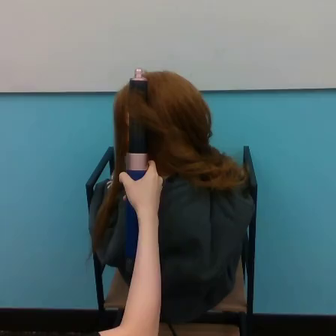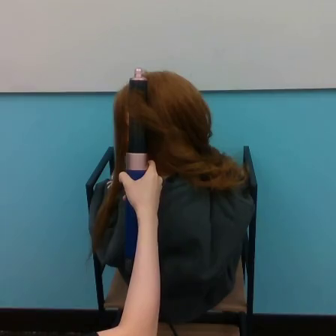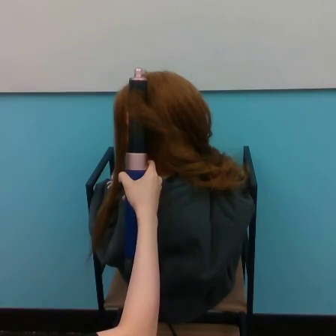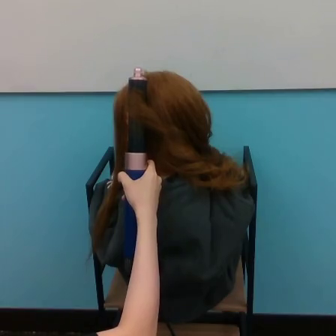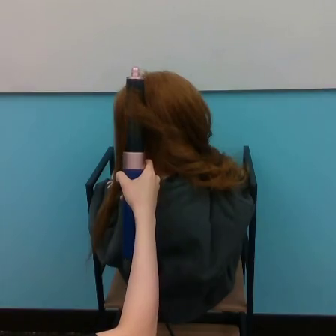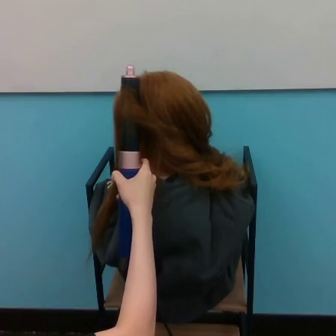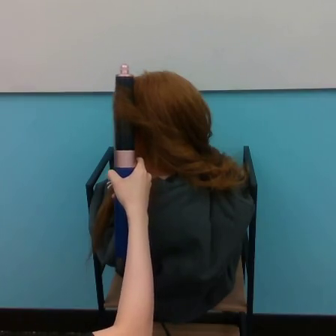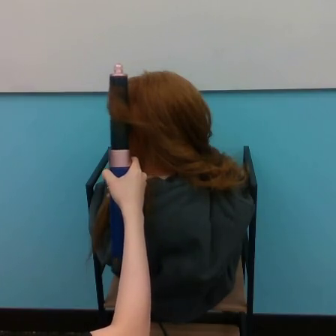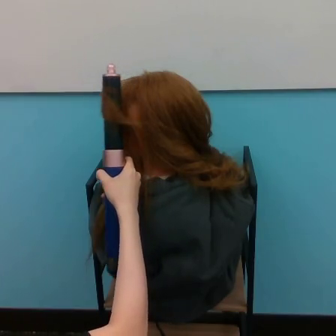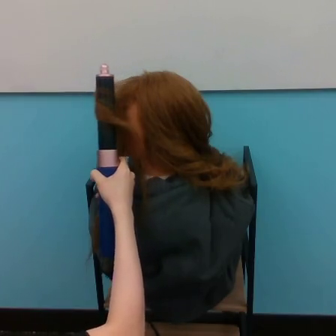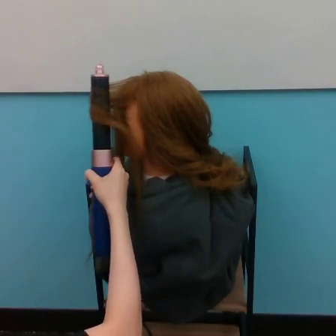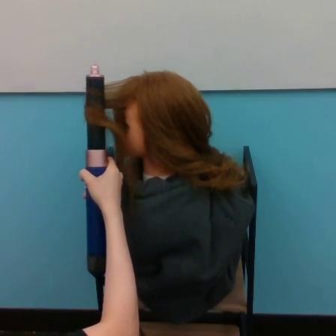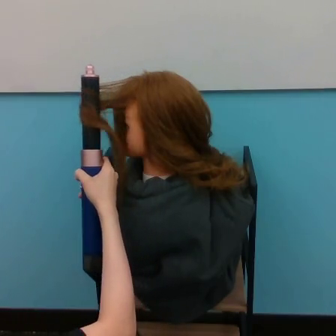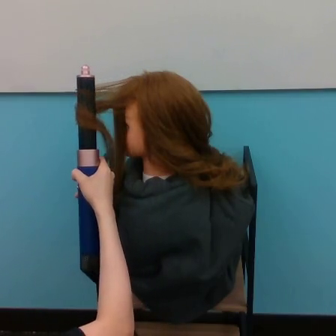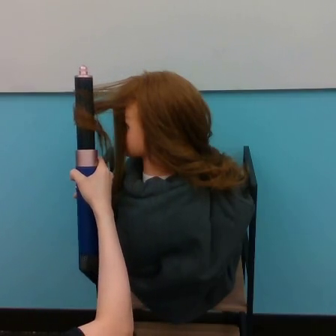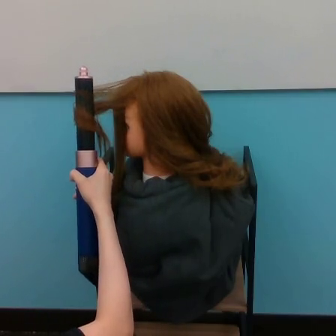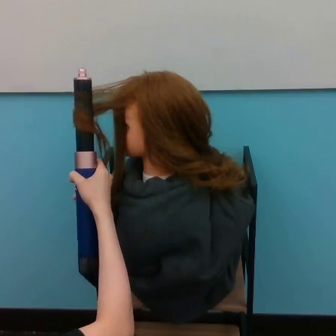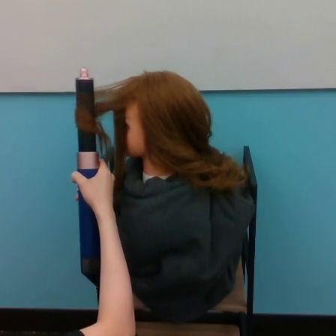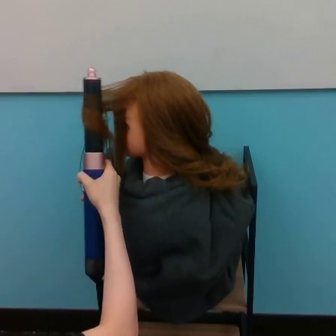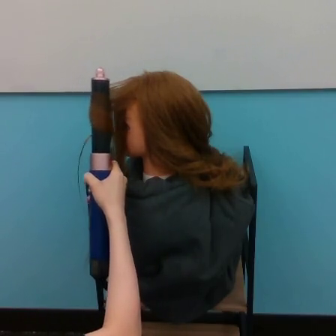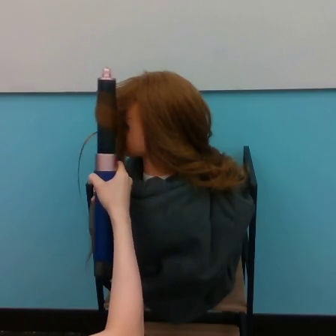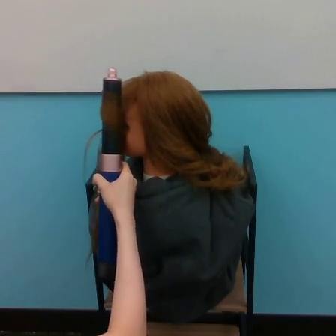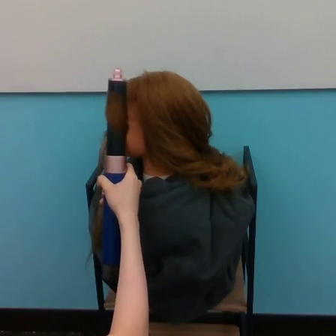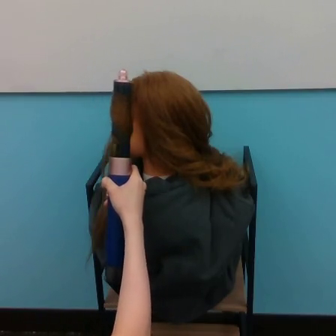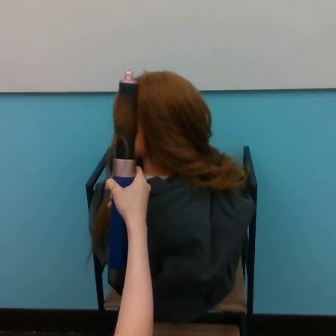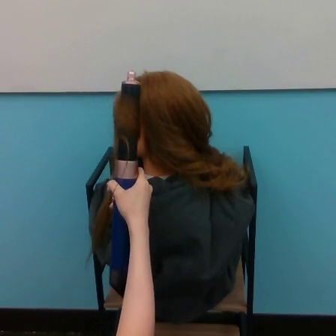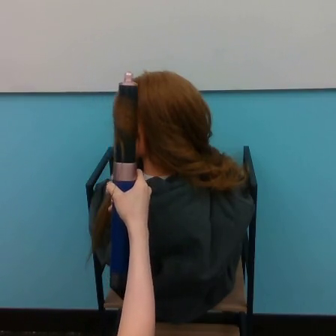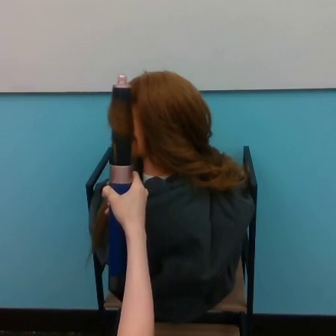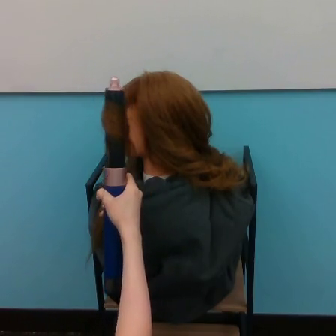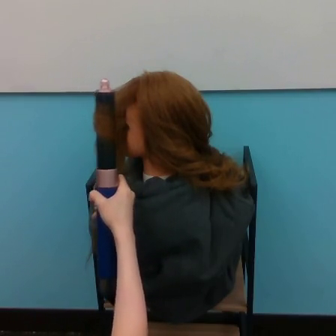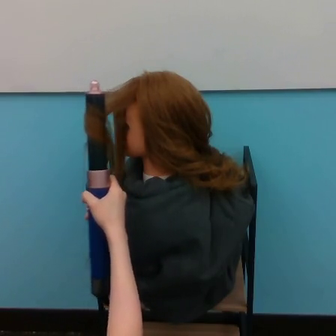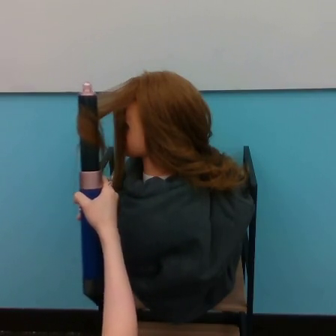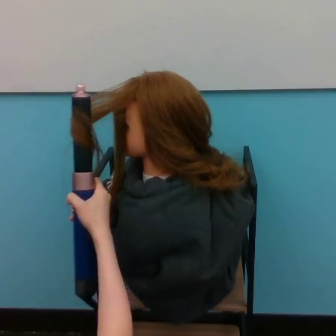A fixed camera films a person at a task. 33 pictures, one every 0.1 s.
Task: curl hair.
0.0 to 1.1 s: The hand goes to the left.
1.1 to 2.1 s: The hand goes to the right.
2.1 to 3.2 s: The hand goes to the left and downward.
